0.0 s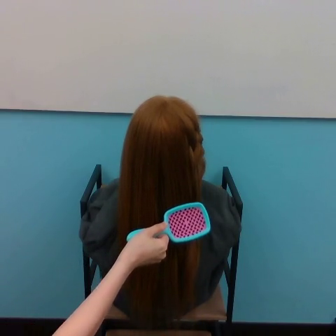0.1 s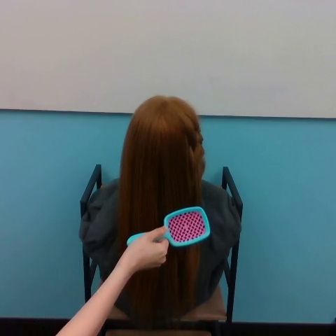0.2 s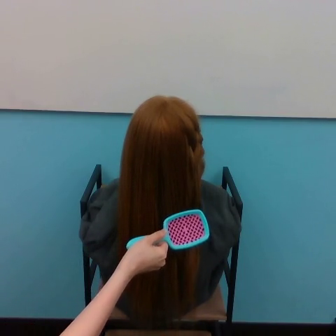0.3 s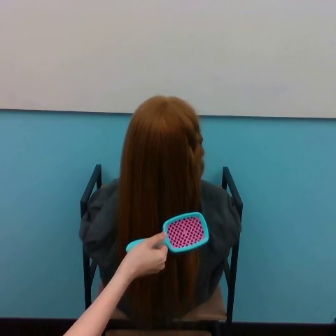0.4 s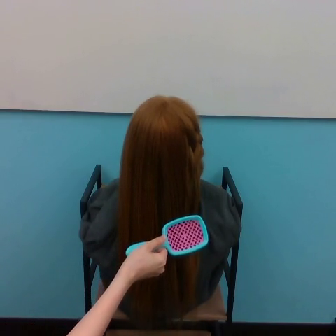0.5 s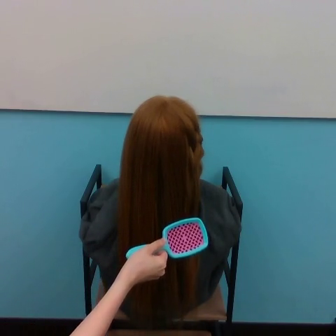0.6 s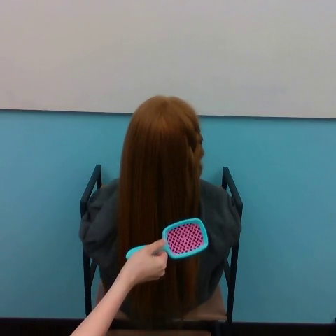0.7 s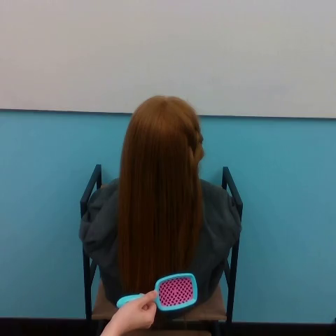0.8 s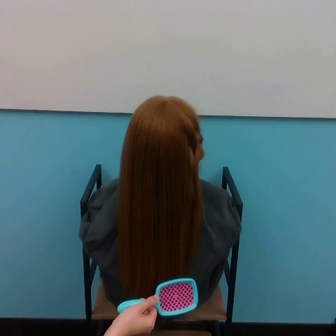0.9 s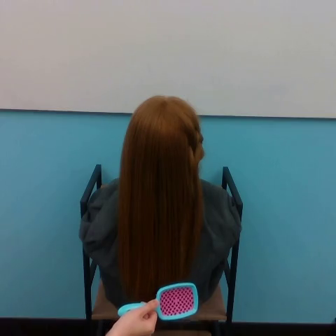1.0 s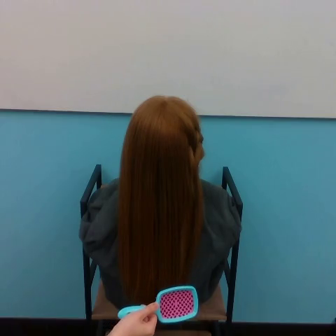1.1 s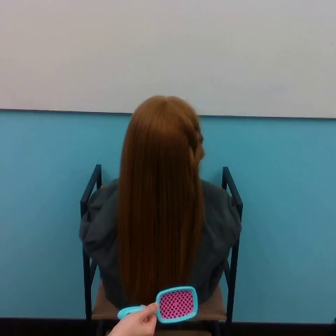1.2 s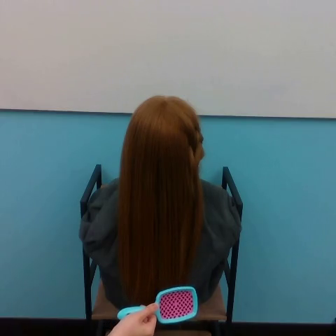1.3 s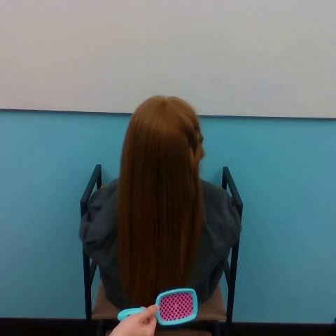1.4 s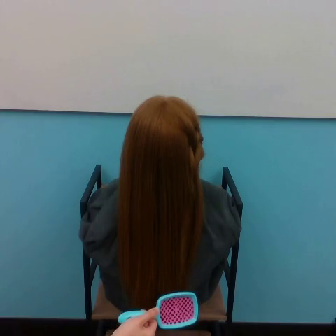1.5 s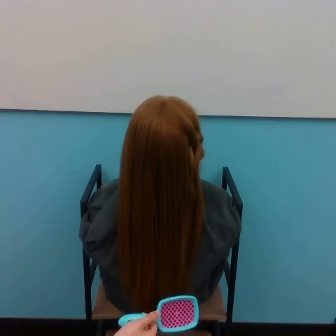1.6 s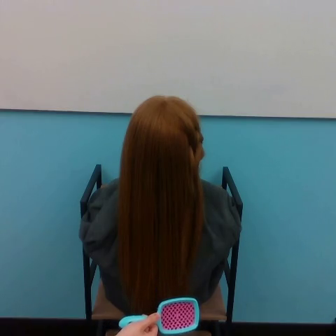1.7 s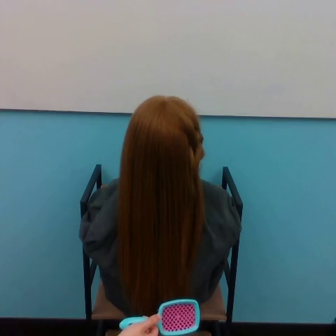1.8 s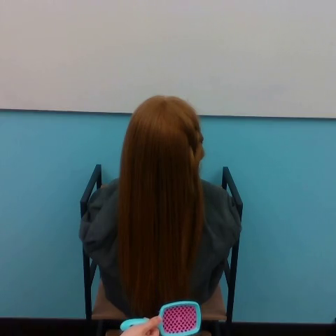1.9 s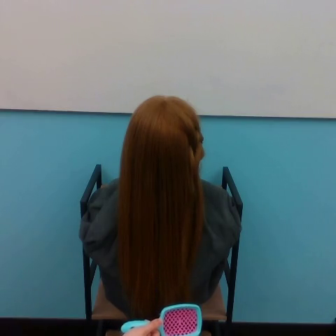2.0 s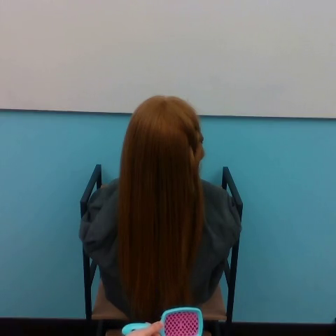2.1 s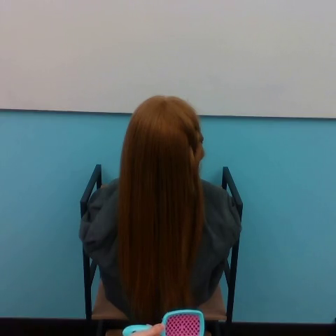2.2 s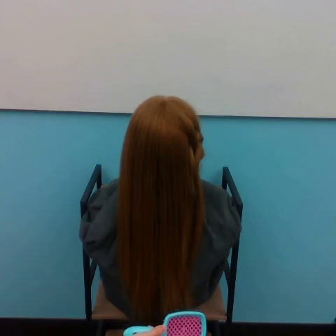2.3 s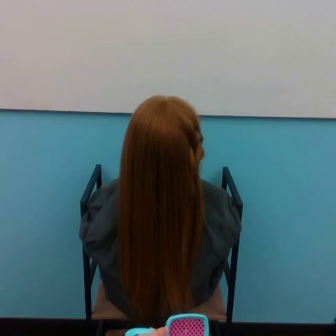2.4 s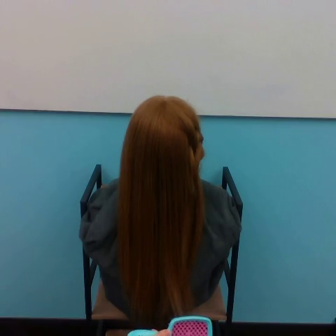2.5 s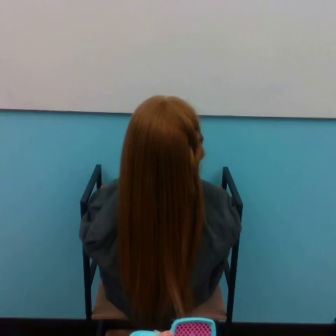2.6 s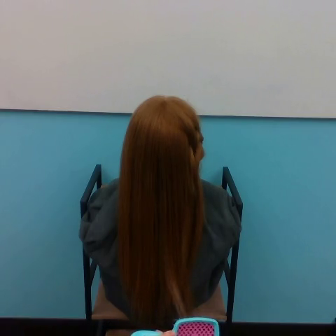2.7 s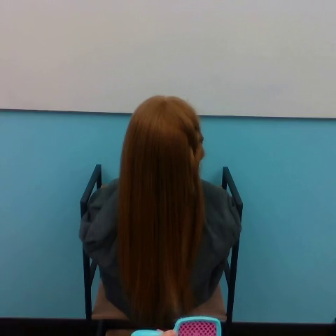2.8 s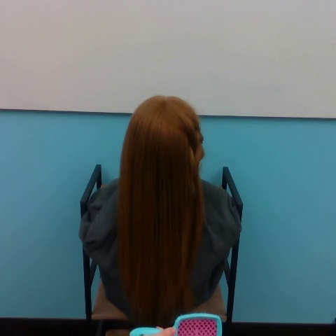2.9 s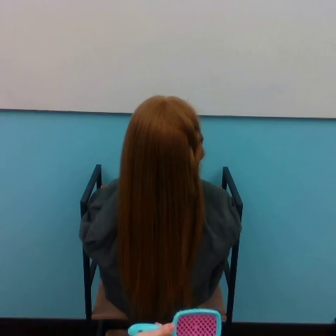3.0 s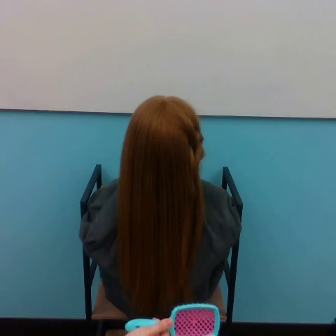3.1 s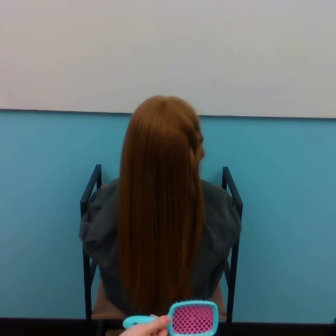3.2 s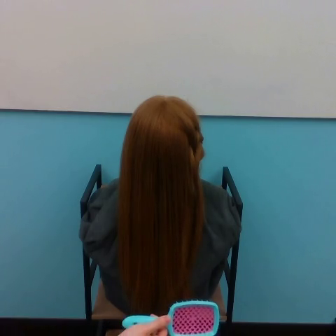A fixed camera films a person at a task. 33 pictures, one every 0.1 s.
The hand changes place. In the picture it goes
downward.
0.0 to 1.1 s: The hand goes downward.
1.1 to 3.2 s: The hand stays where it is.
Task: brush hair.
